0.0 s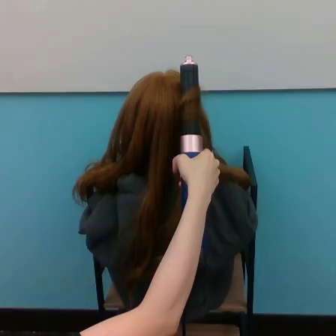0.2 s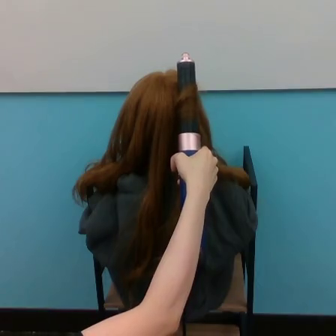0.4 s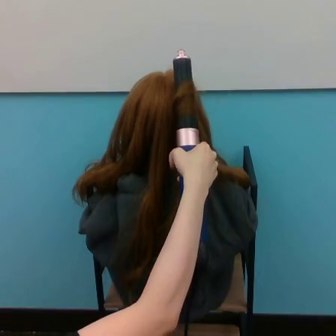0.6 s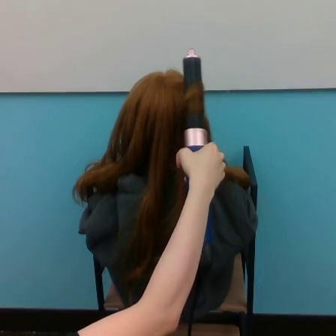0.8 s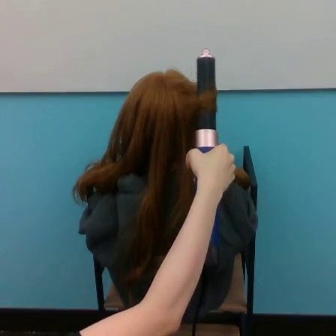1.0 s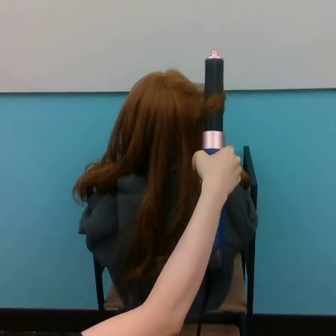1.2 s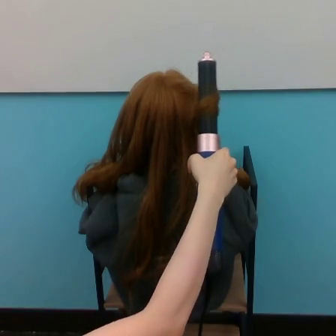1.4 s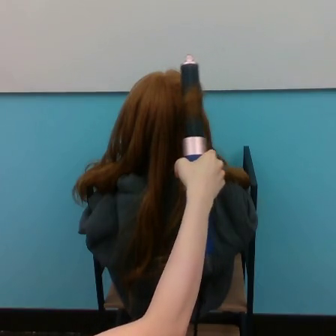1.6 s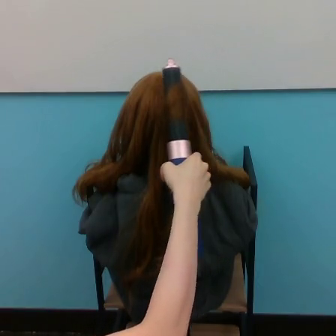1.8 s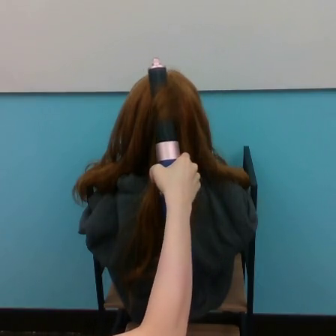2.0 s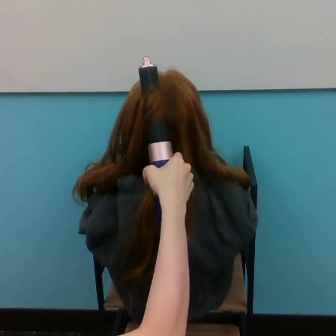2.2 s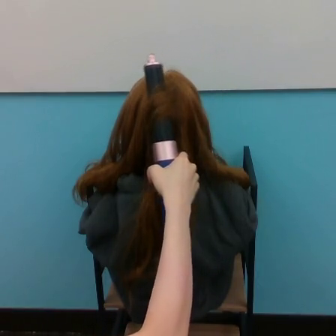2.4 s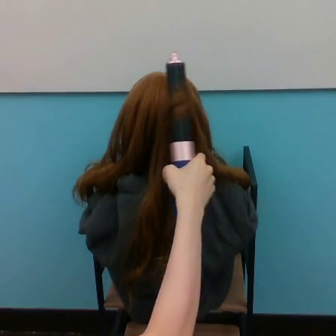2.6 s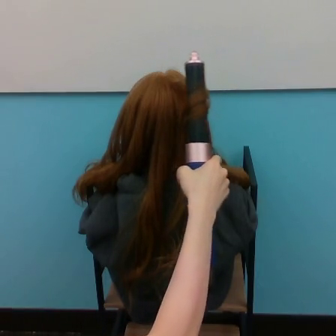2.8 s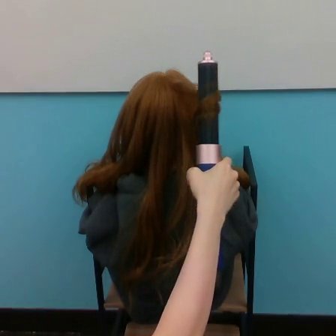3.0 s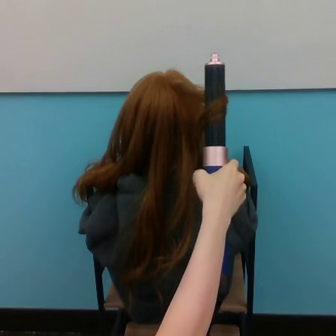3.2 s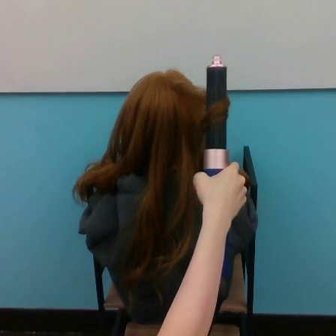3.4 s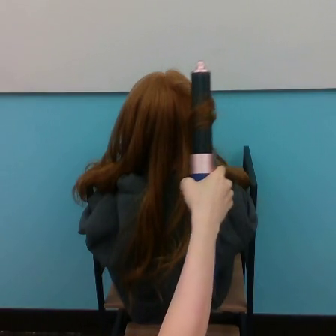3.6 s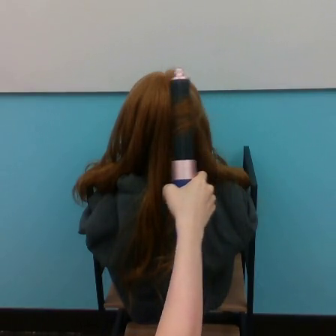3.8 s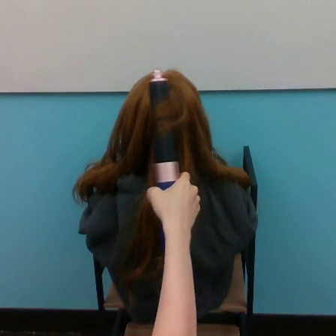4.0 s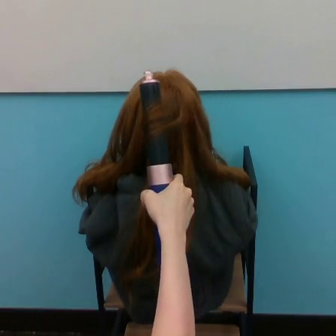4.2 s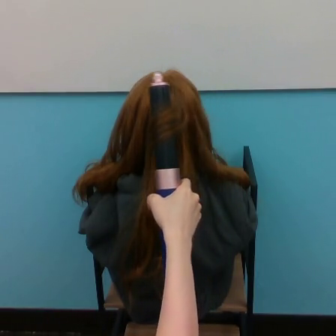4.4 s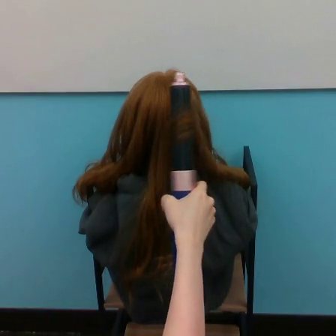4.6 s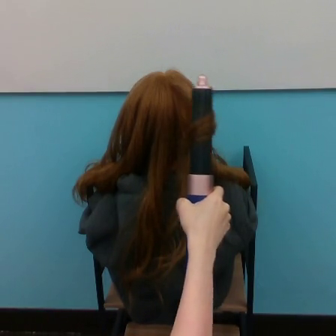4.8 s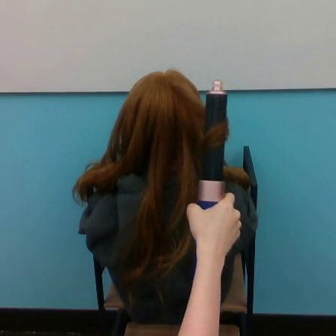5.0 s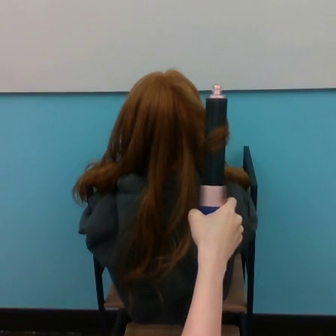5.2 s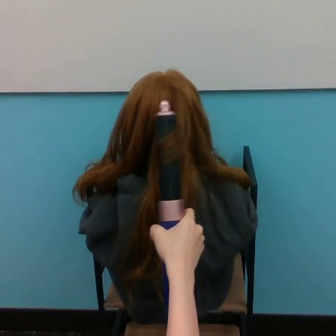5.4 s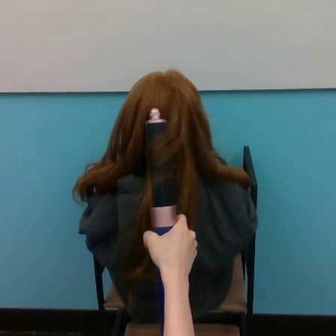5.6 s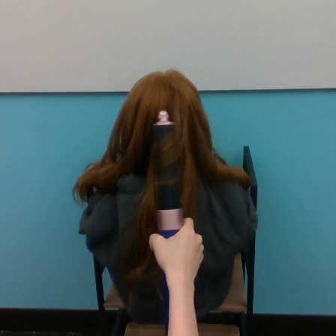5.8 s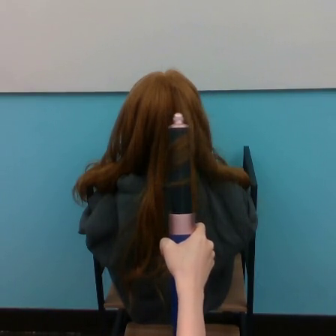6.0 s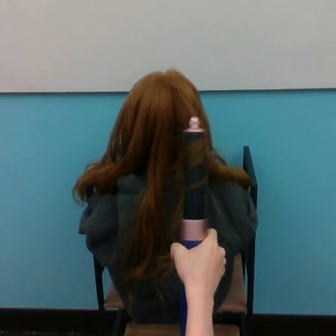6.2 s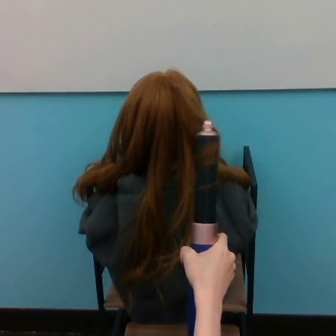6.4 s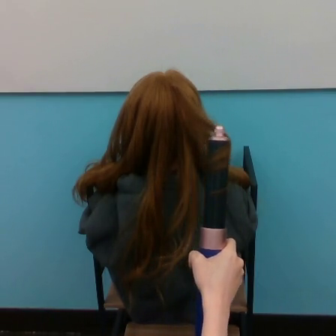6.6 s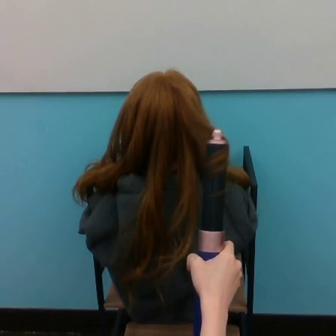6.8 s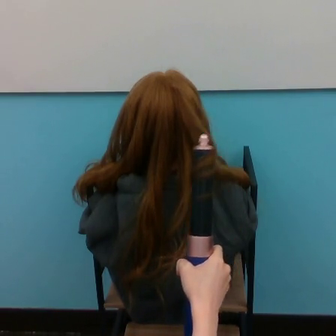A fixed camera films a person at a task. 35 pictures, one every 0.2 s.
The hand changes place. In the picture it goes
downward.
0.0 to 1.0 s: The hand goes to the right, on a clockwise arc.
1.0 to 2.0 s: The hand goes to the left.
2.0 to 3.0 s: The hand goes to the right.
3.0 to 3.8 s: The hand goes to the left.
3.8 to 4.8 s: The hand goes to the right and downward.
4.8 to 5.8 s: The hand goes to the left and downward, then to the right.
5.8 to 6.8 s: The hand goes to the right and downward.
Task: curl hair.
Motion: move downward, making horizontal oscillations to the left and to the right.
